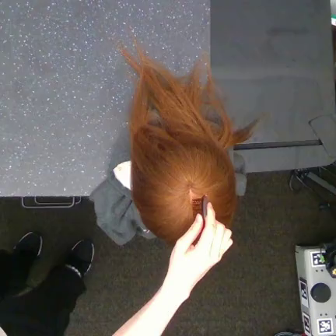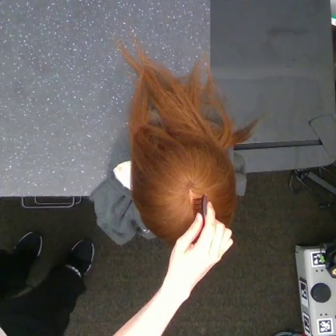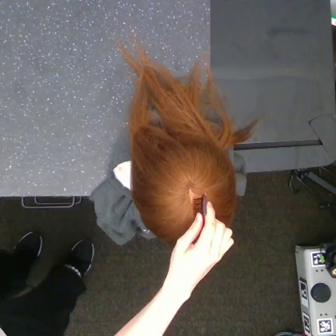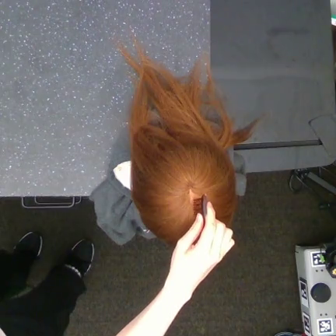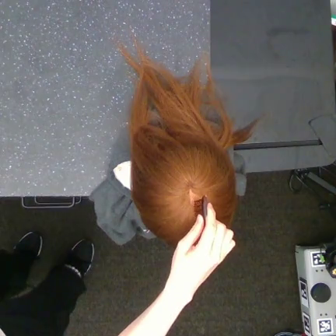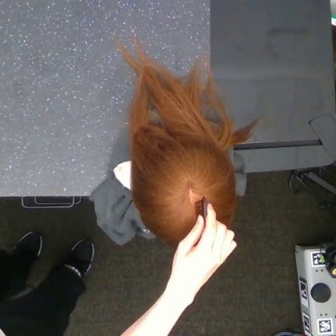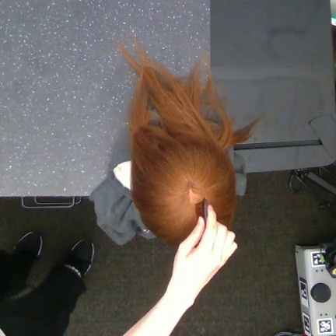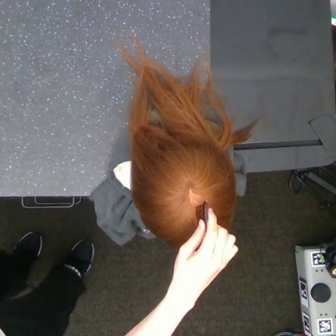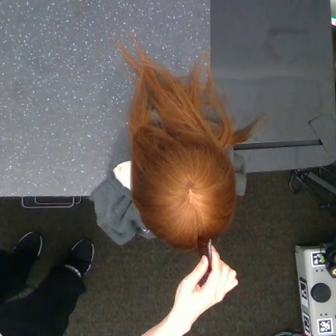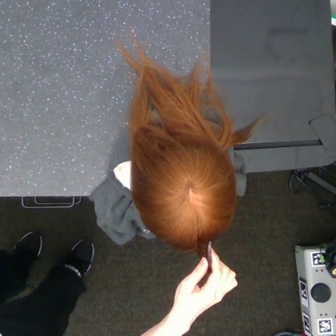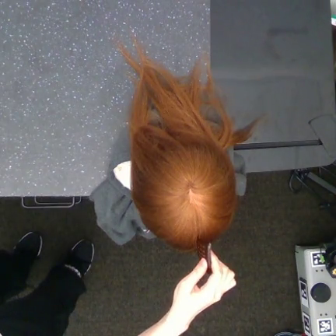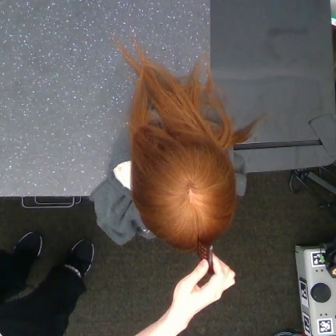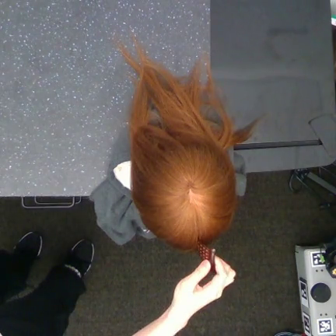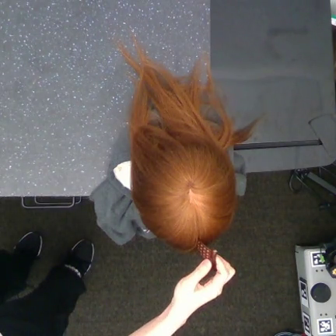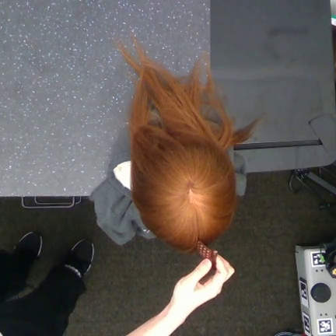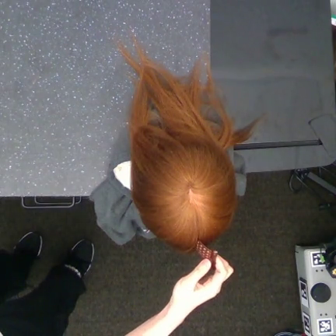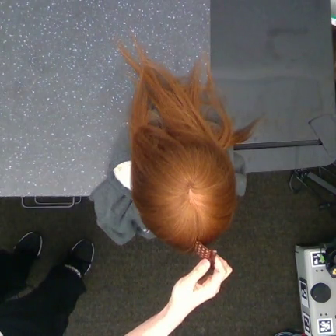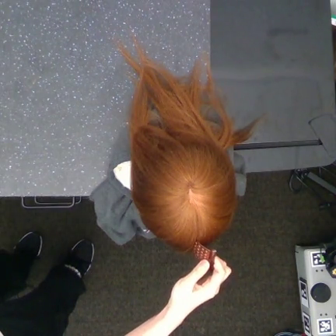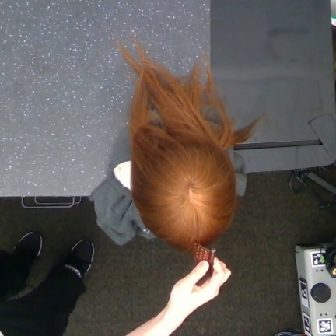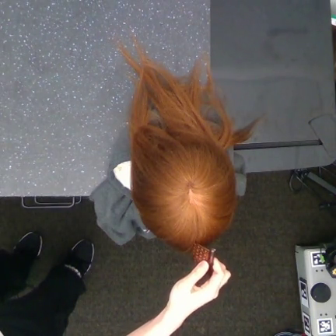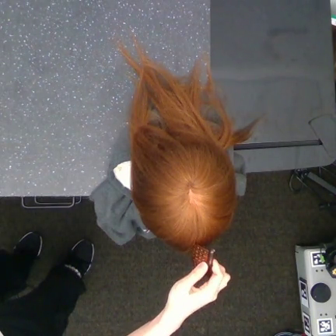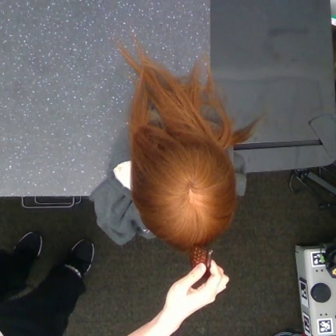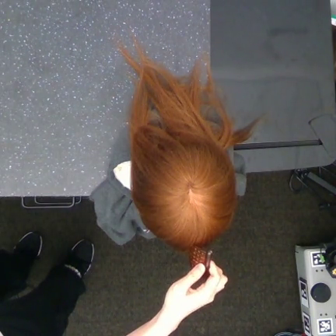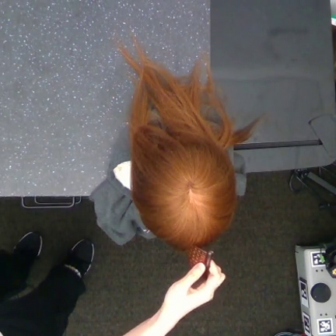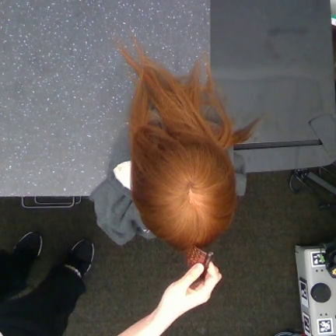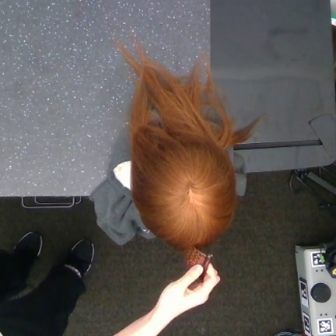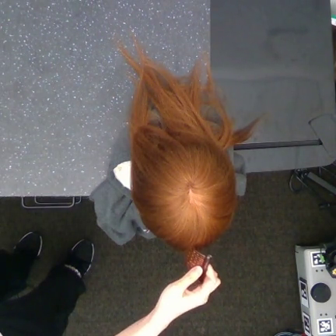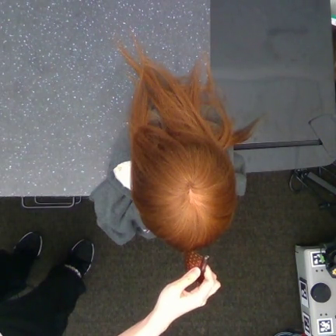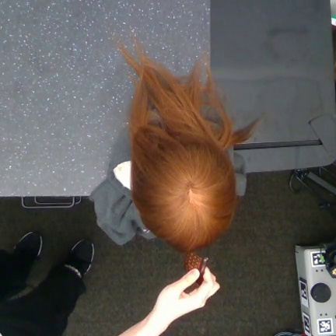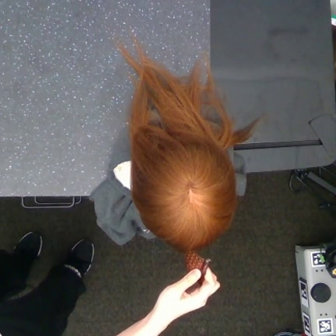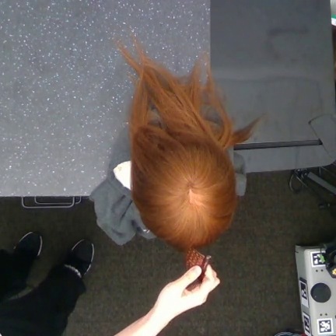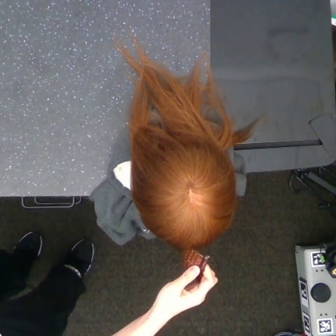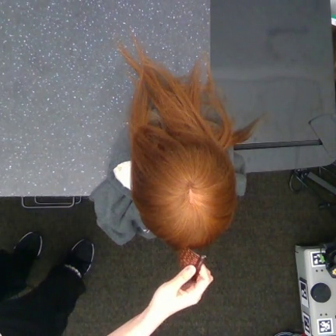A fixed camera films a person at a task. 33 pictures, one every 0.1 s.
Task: part hair.
0.0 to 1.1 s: The hand goes downward.
1.1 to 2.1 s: The hand moves only a little.
2.1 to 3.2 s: The hand goes to the left.
